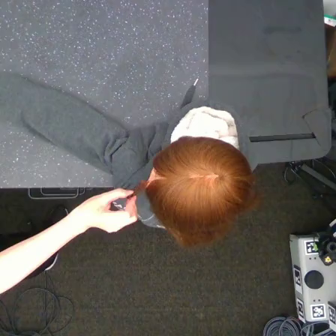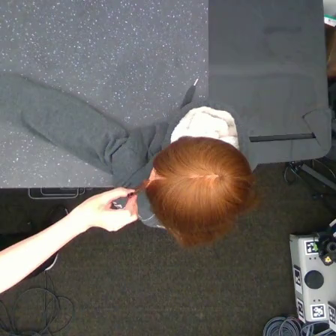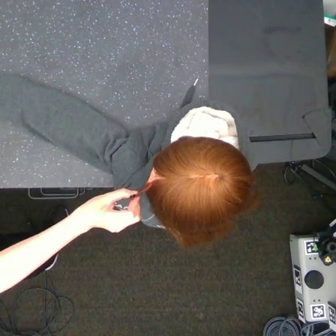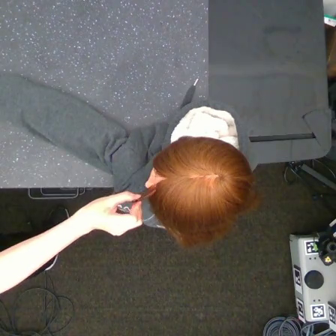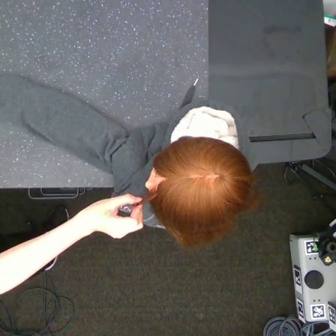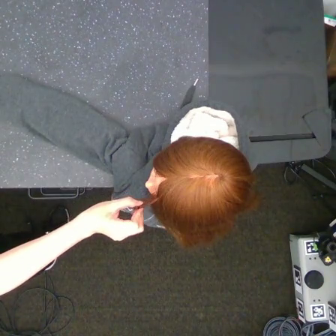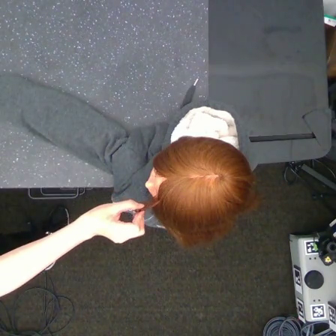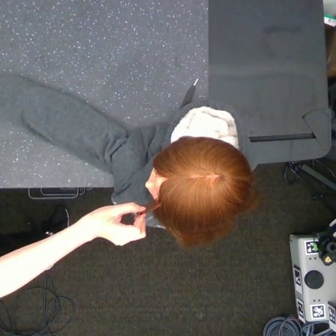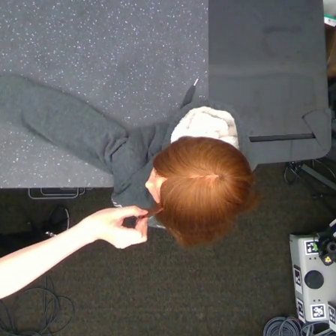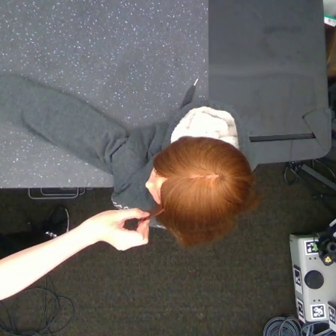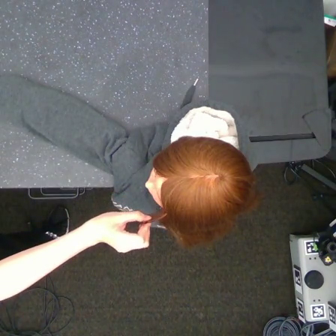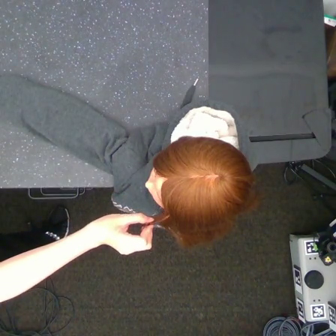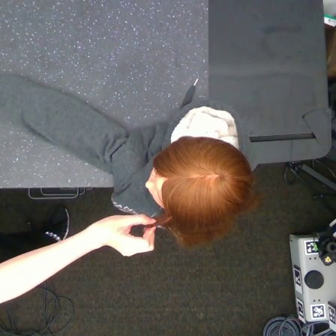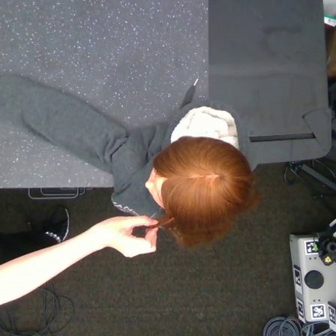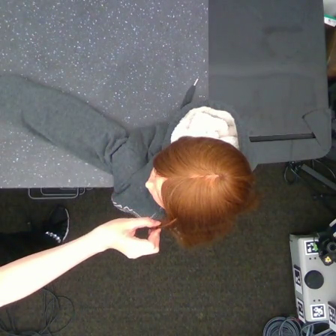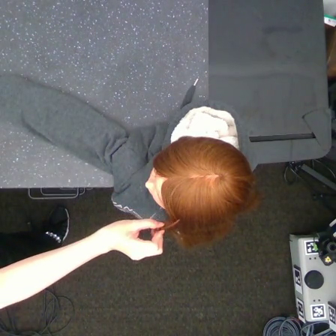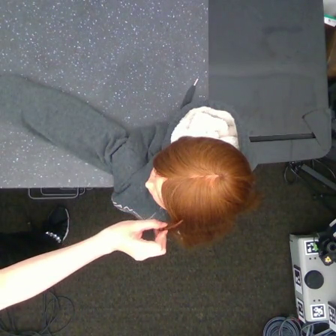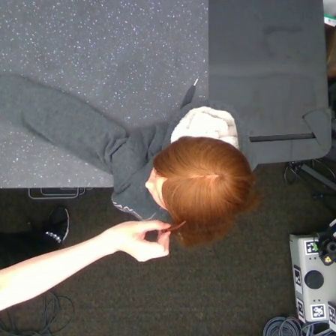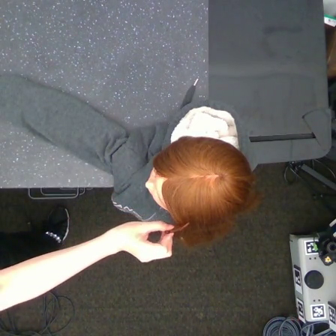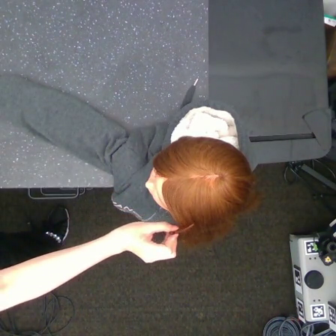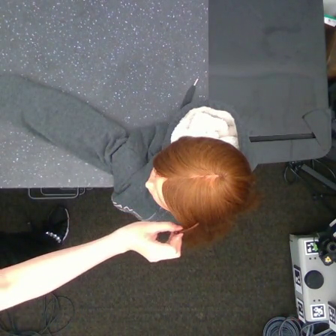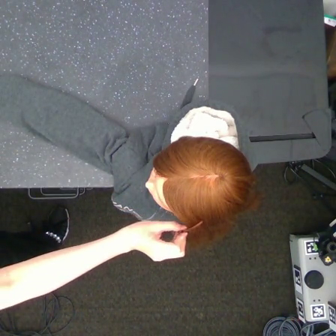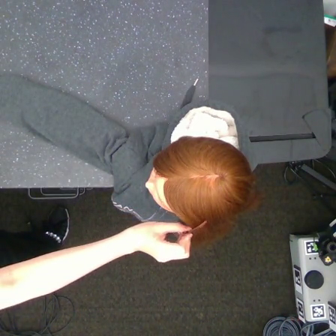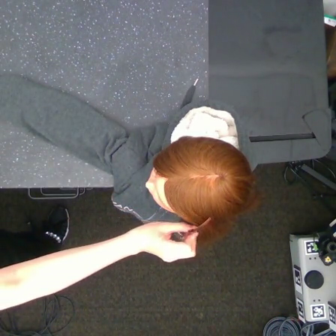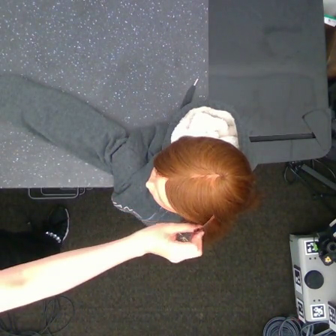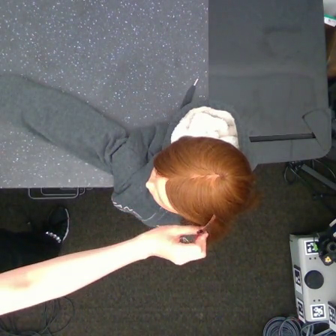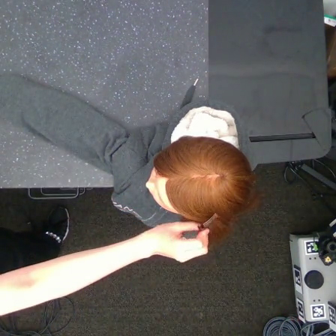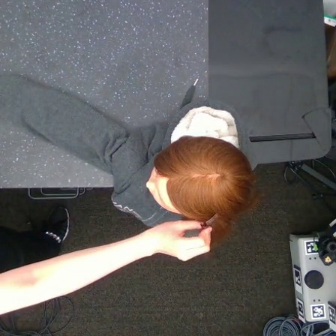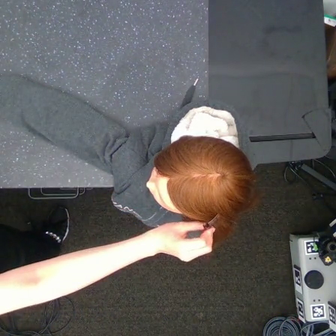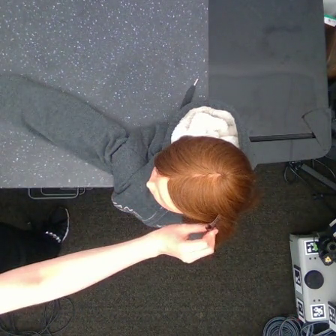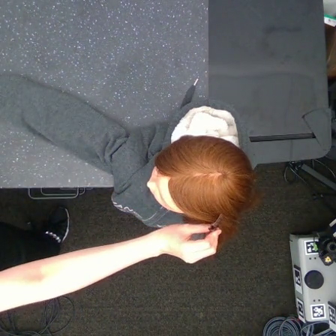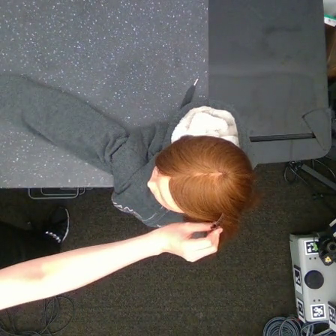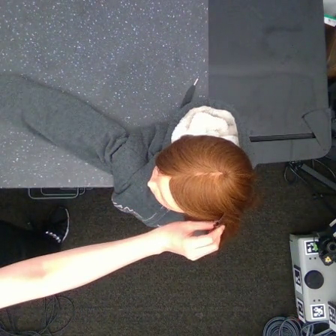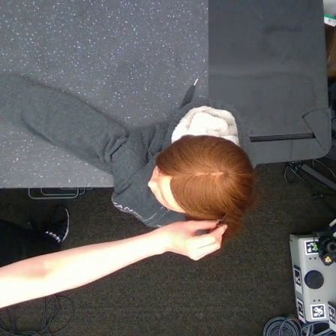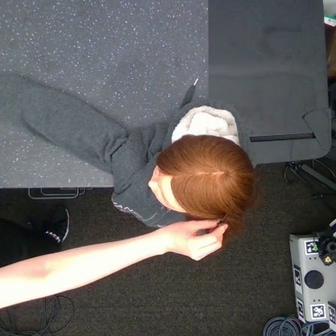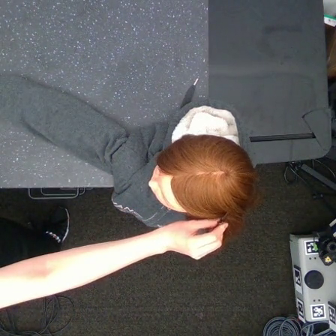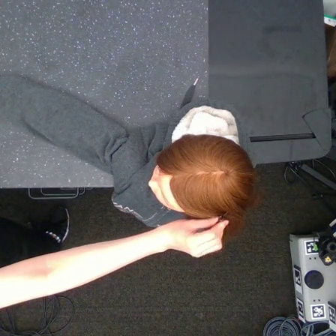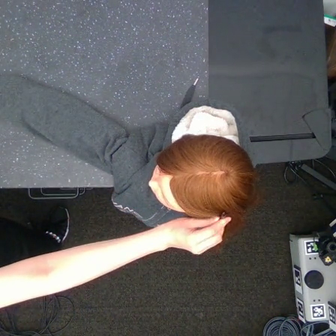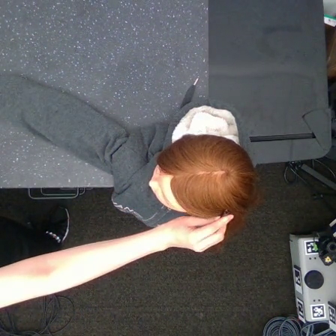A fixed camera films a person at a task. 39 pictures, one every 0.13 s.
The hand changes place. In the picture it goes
to the right.
0.00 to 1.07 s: The hand goes downward.
1.07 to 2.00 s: The hand goes to the right.
2.00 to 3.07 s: The hand goes to the right.
3.07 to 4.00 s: The hand goes to the right.
4.00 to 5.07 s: The hand moves only a little.
Task: tidy side hair.
Motion: move downward and to the right, then move to the right.
